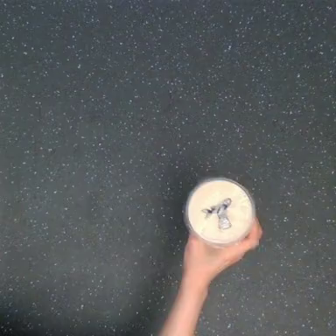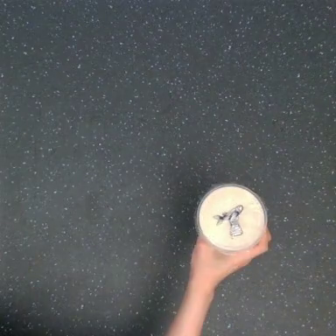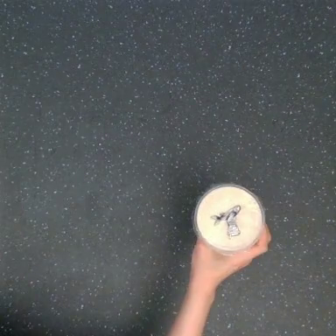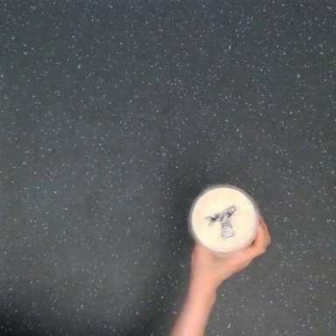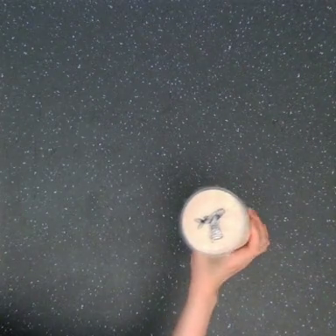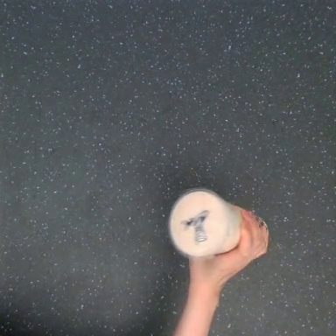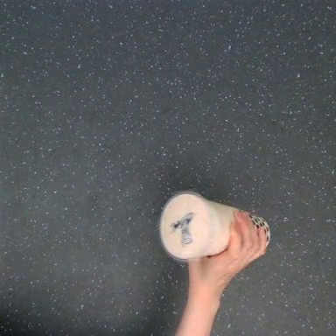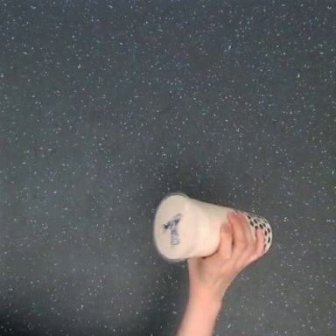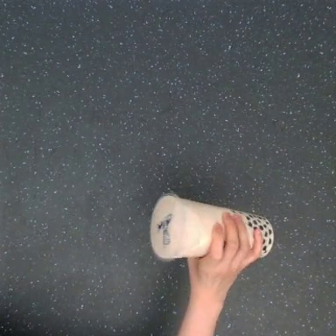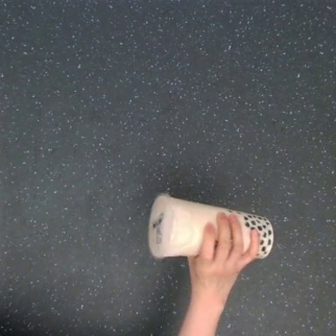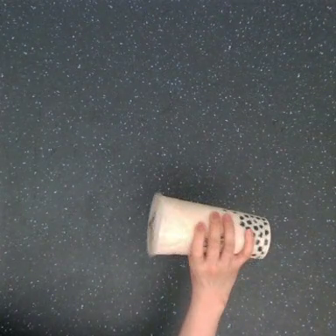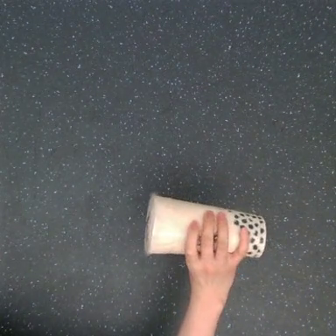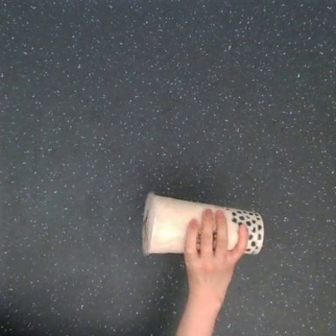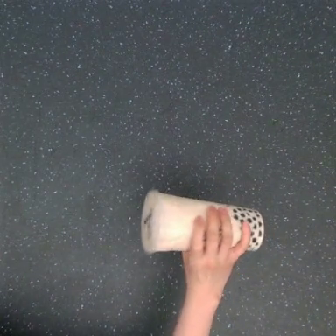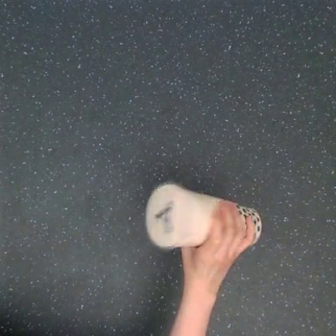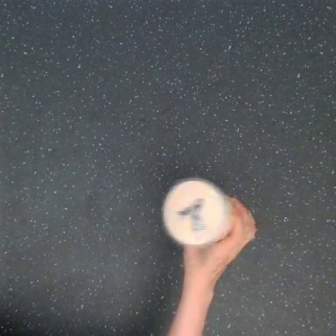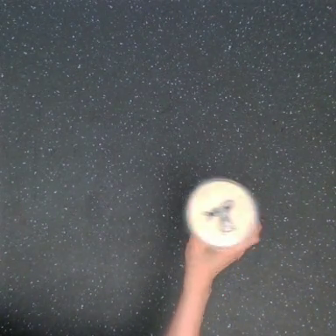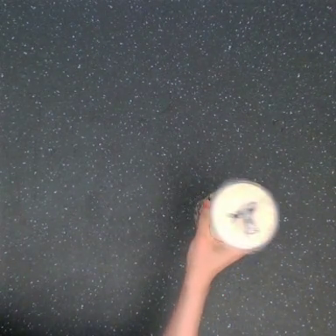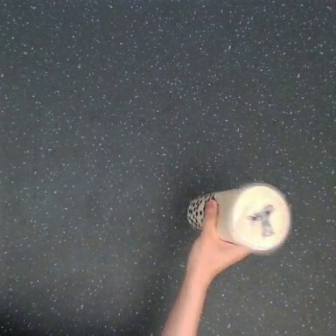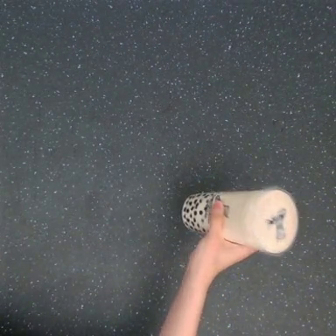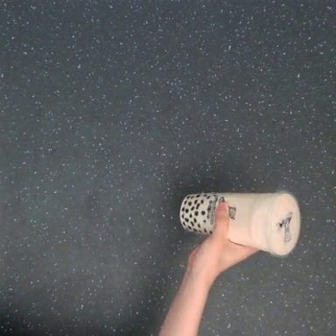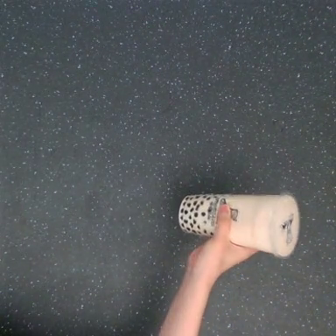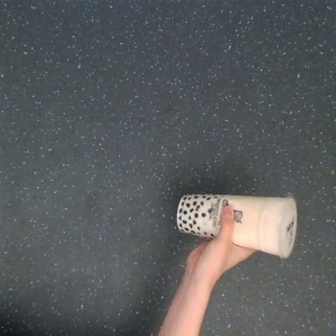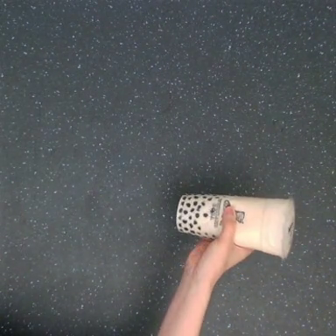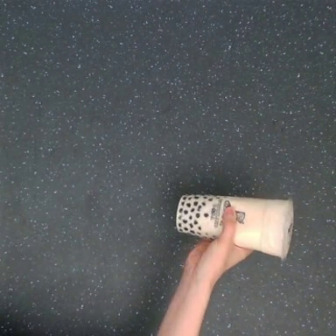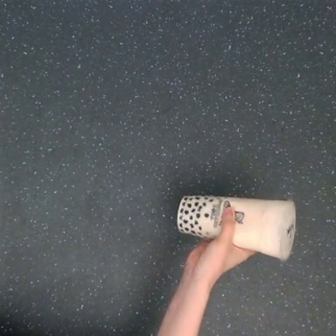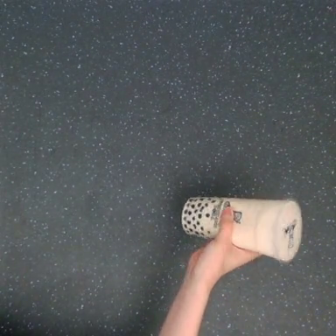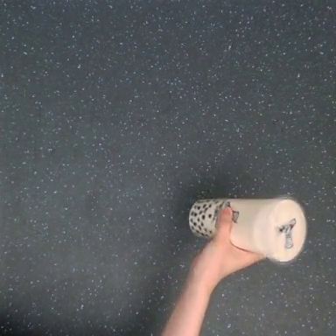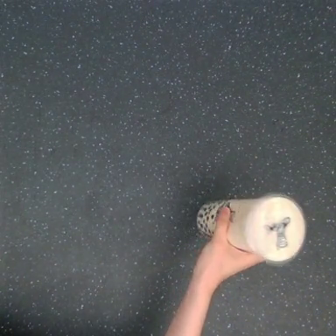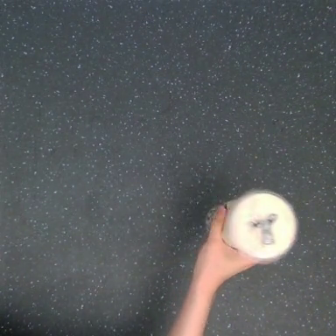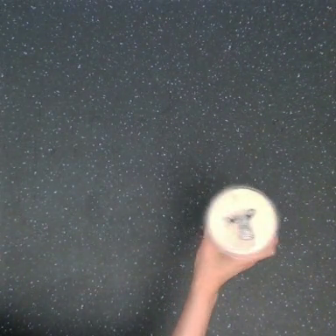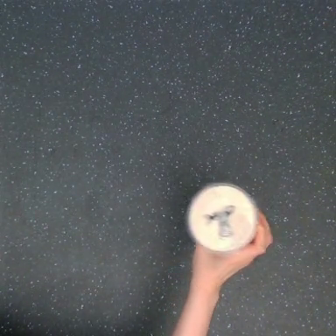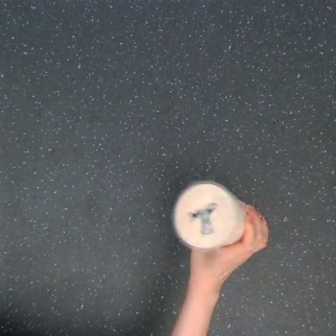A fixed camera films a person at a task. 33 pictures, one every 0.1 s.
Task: shake the boba.
0.0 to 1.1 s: The hand goes to the left.
1.1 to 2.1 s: The hand goes to the right and upward.
2.1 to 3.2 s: The hand moves only a little.
